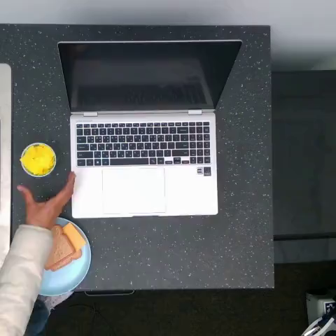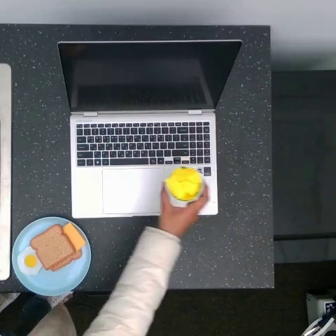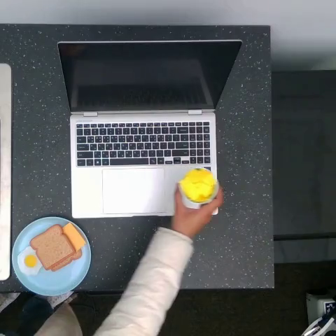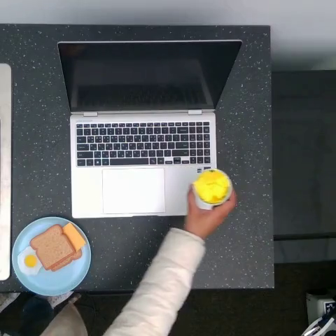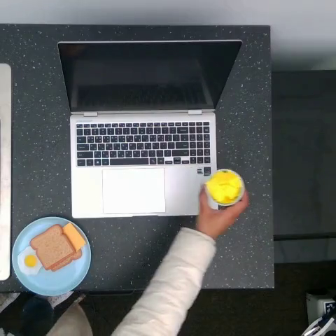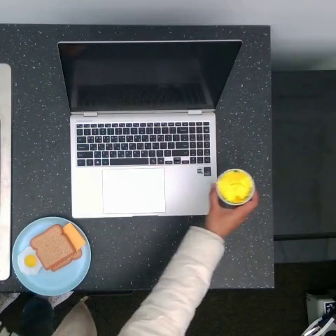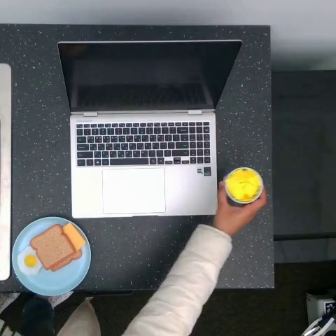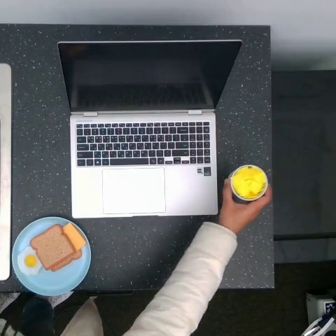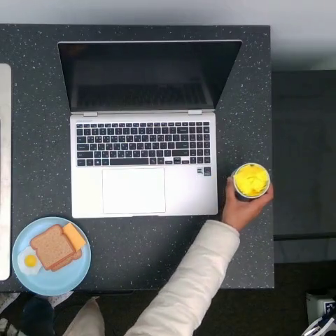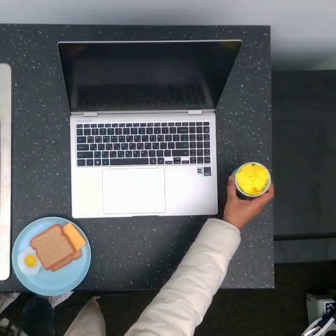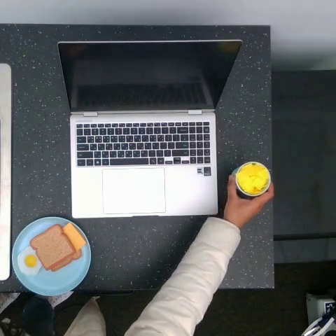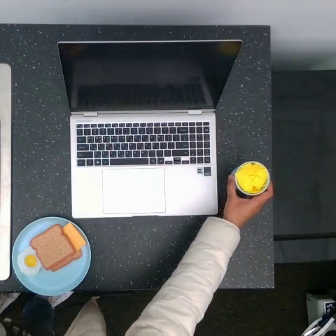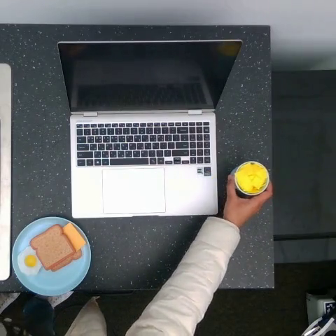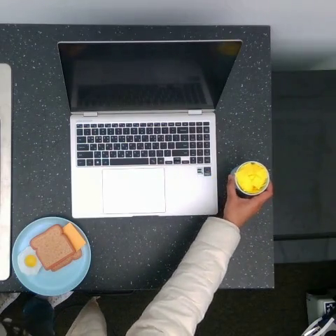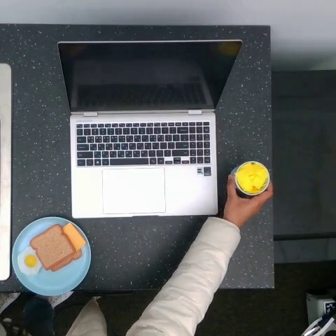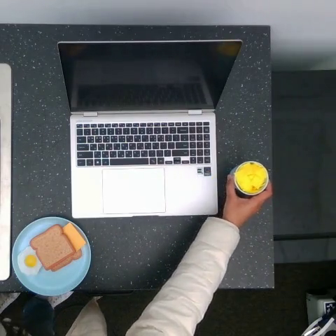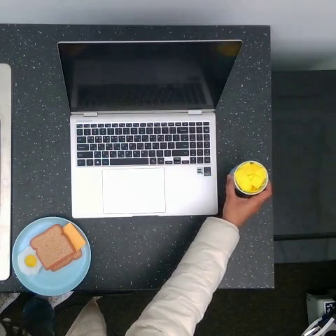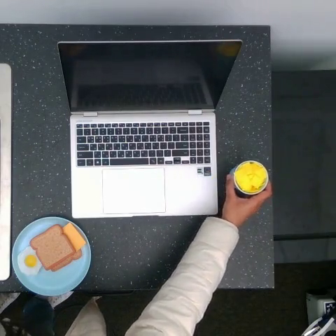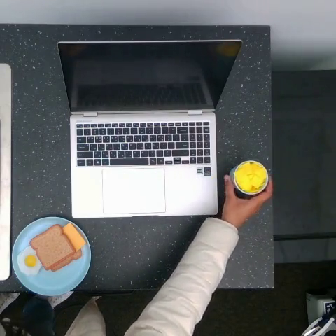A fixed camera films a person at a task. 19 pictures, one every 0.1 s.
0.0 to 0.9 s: The hand goes to the right.
0.9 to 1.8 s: The hand stays where it is.
Task: pick up the cup and place it right to the laptop.
Motion: move to the right.
